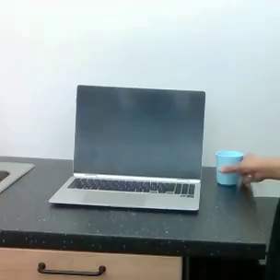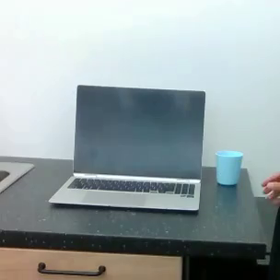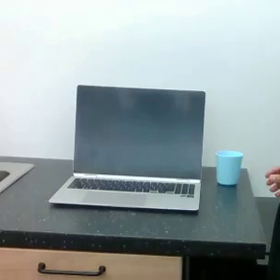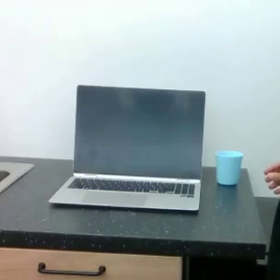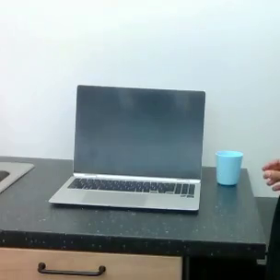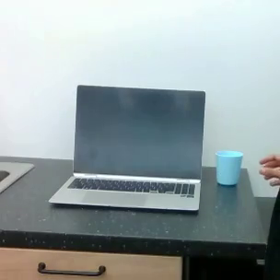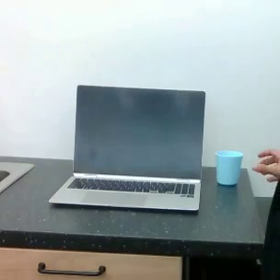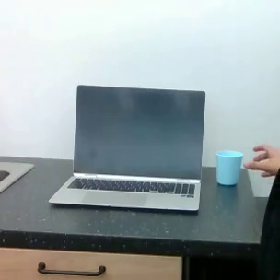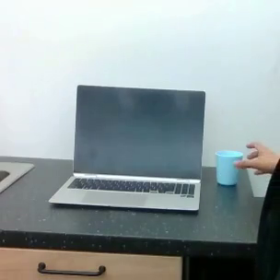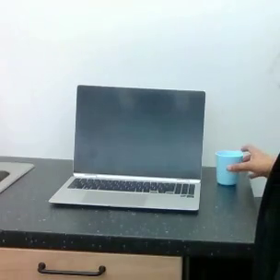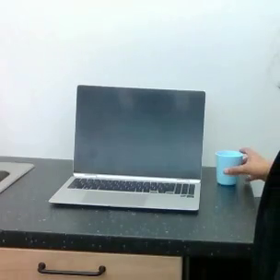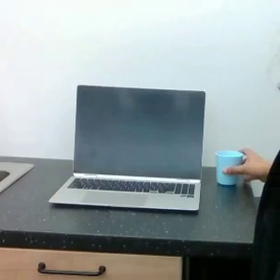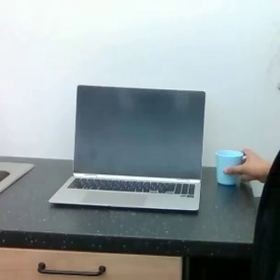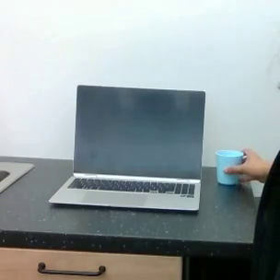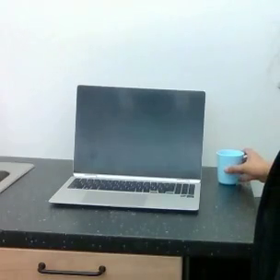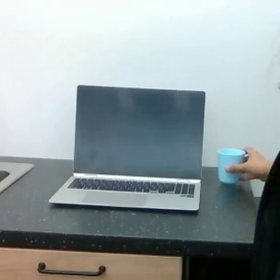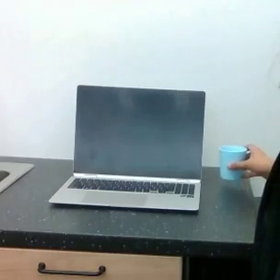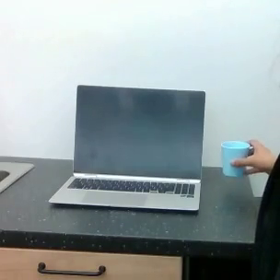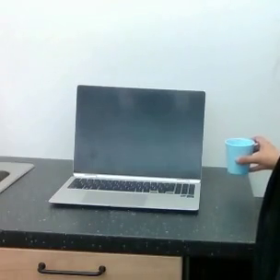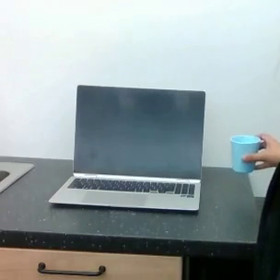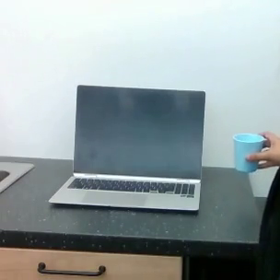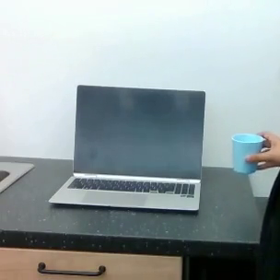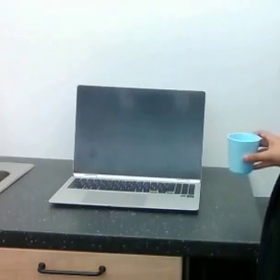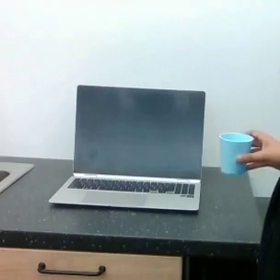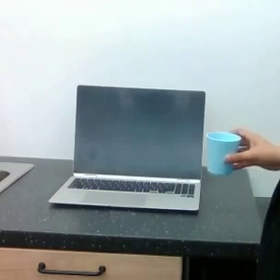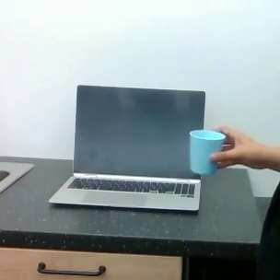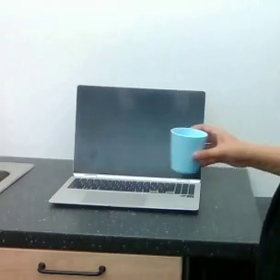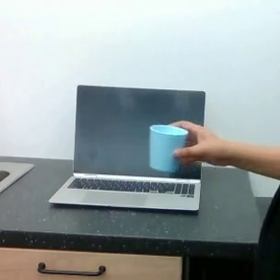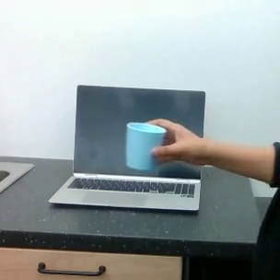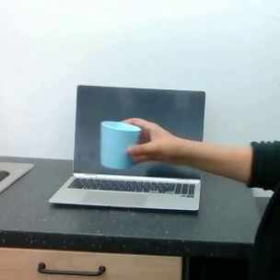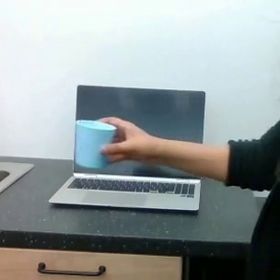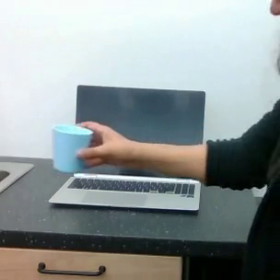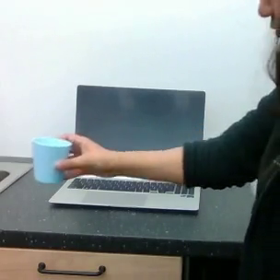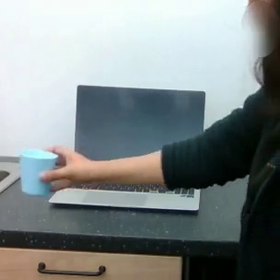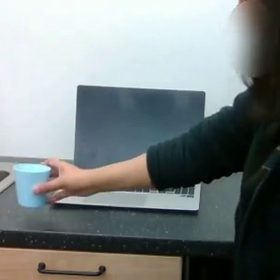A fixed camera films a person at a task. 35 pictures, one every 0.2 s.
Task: pick up the cup and place it to the lower left of the laptop.
Motion: move to the left.
0.0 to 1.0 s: The hand goes downward and to the right.
1.0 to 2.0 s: The hand goes upward.
2.0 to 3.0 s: The hand goes upward, then downward.
3.0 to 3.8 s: The hand goes upward and to the right.
3.8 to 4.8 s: The hand goes to the left.
4.8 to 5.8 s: The hand goes to the left.
5.8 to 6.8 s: The hand goes to the left and downward.
